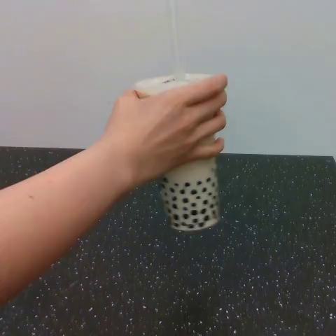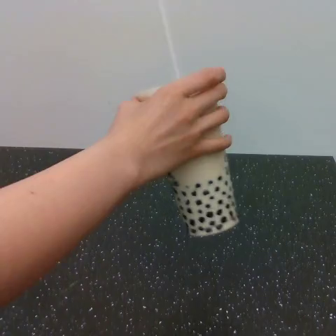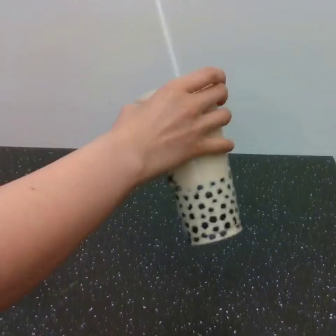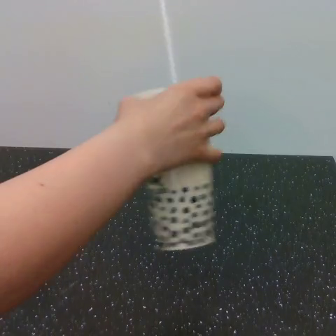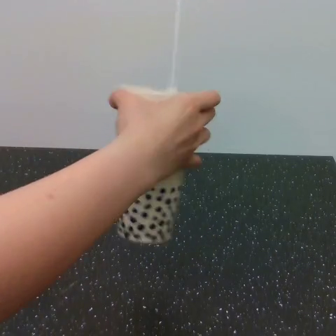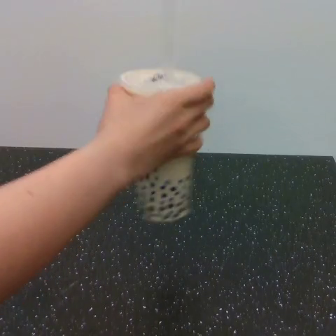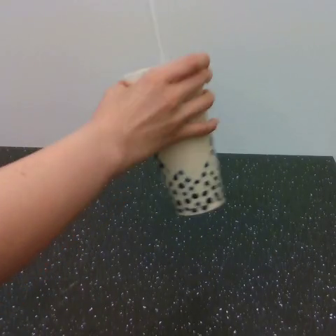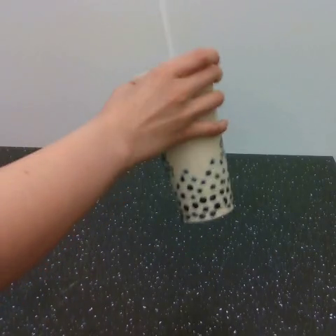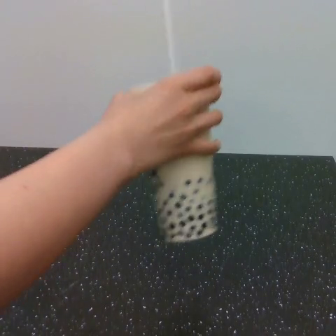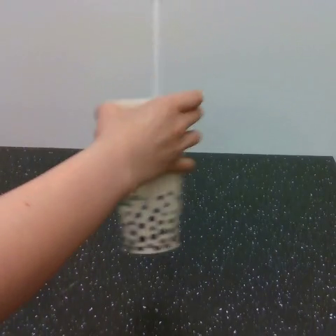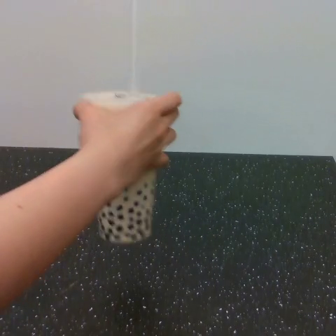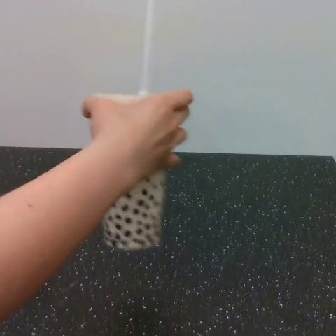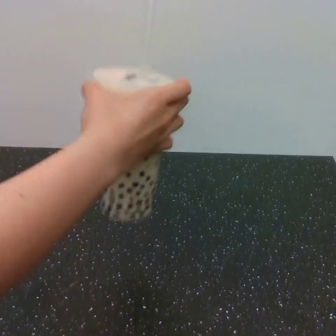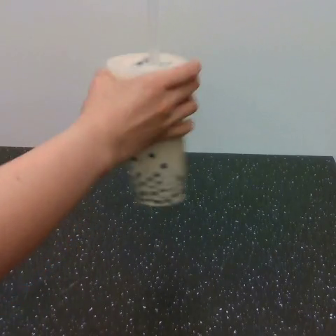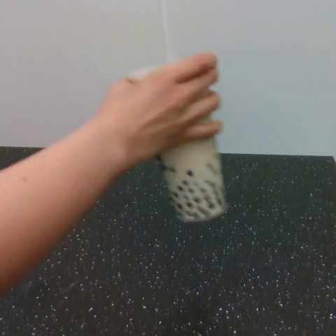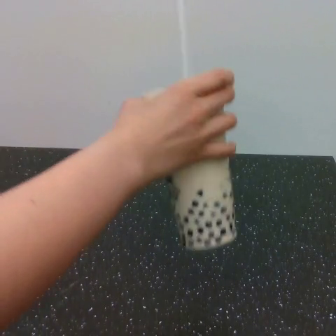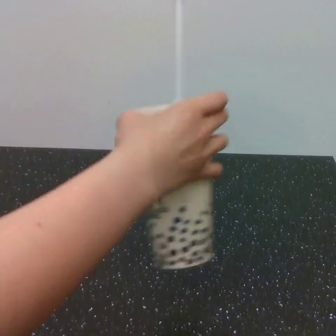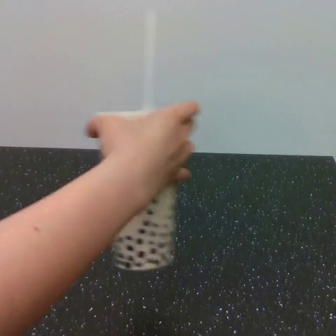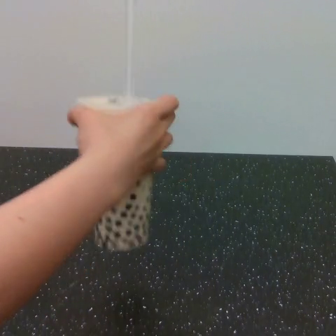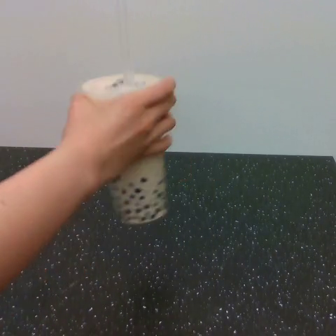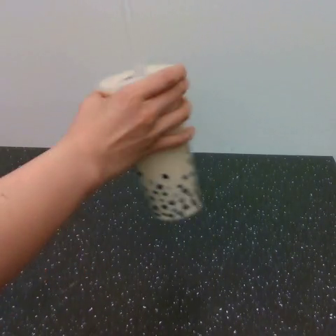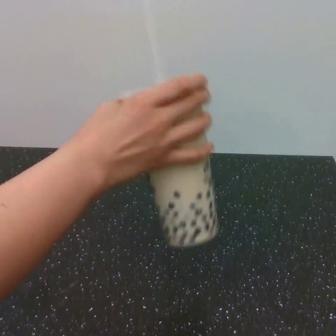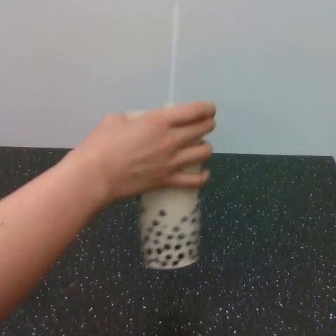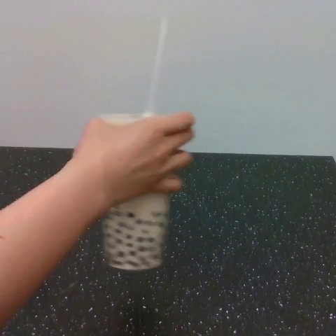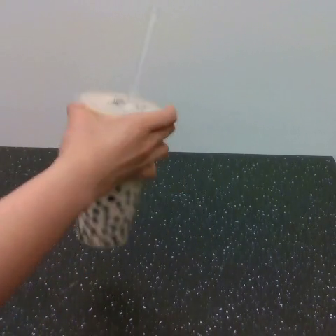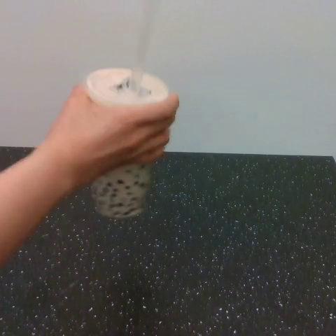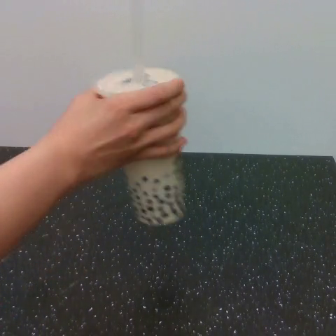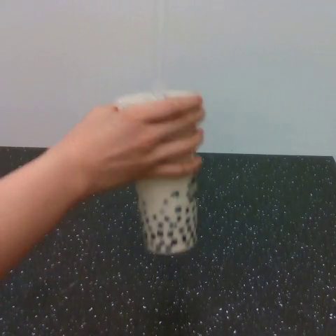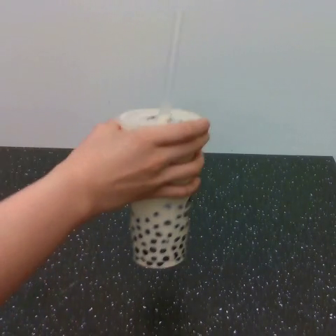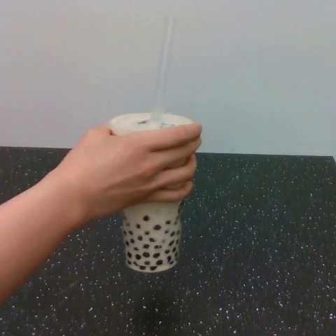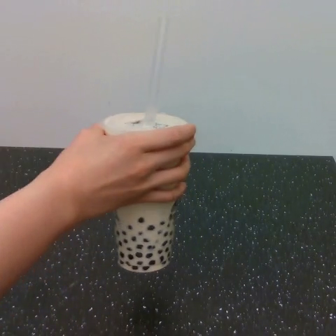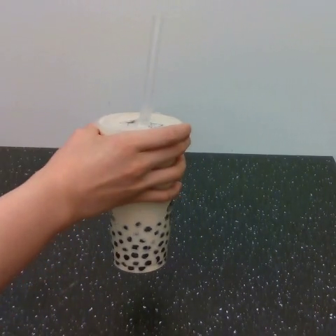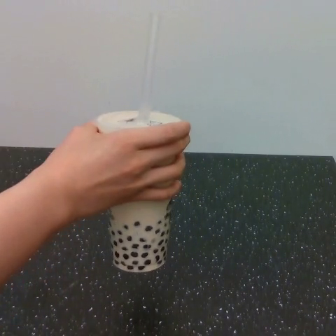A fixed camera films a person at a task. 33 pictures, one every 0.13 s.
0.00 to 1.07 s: The hand goes upward, then downward.
1.07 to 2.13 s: The hand goes to the left and downward, then to the right.
2.13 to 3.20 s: The hand goes to the left, on a clockwise arc.
3.20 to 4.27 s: The hand goes to the right and downward, then to the left, on a clockwise arc.
In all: It circles clockwise, turning through about 1530 degrees.
Task: shake the boba.
Motion: make 4 circular motions clockwise.
